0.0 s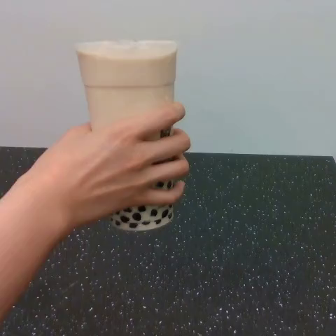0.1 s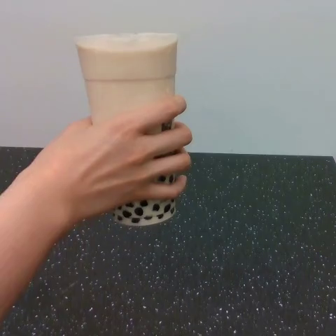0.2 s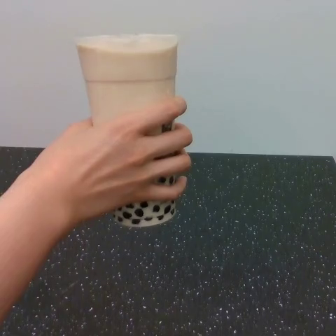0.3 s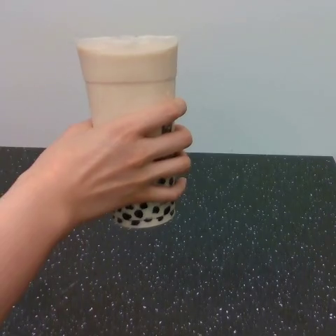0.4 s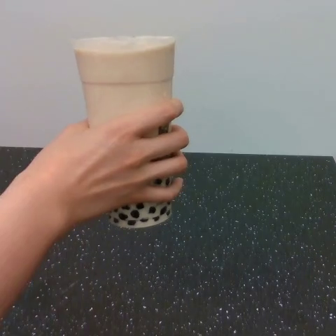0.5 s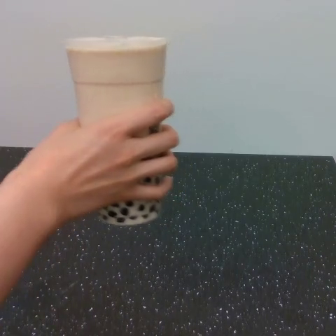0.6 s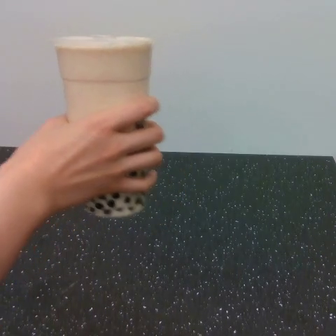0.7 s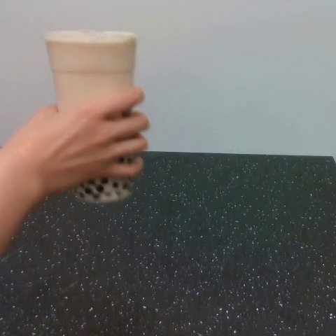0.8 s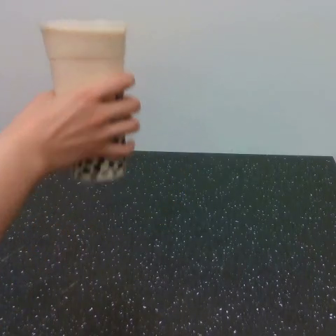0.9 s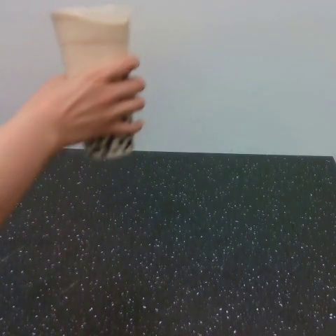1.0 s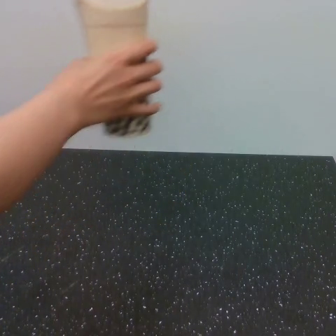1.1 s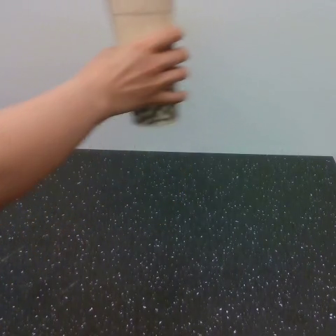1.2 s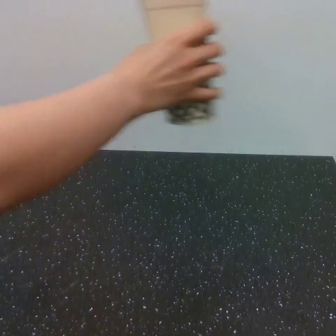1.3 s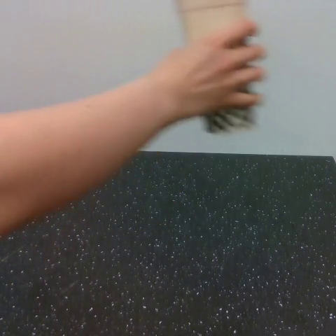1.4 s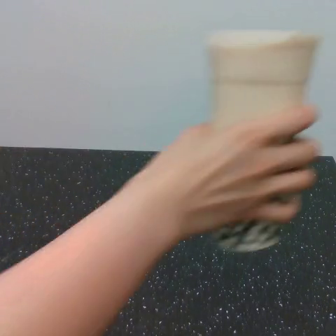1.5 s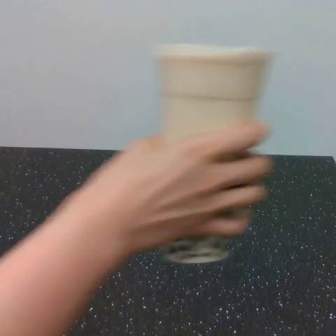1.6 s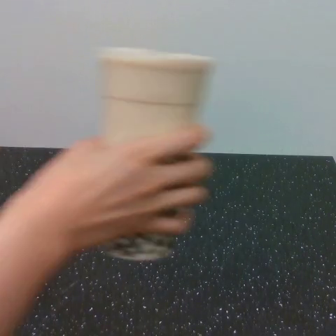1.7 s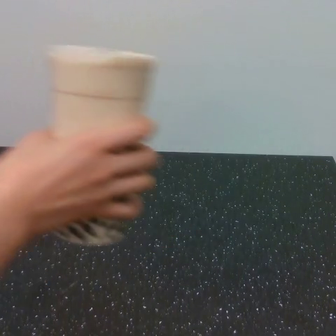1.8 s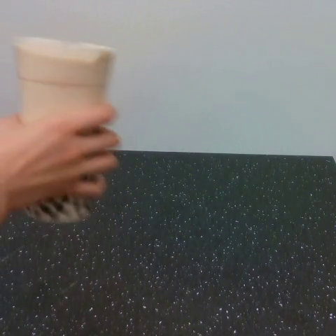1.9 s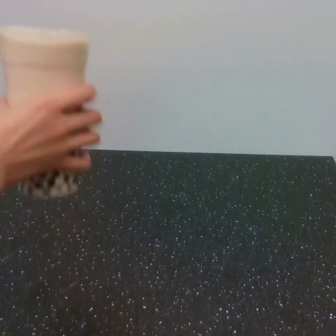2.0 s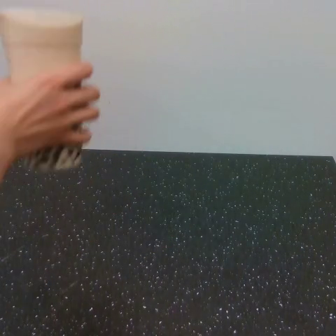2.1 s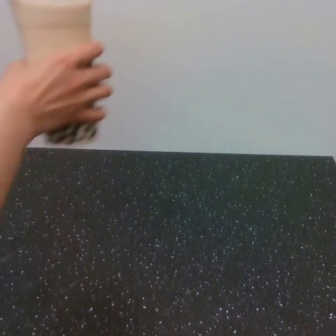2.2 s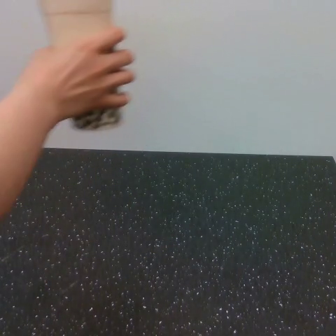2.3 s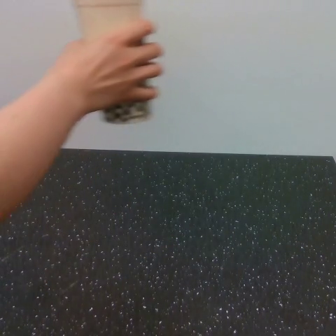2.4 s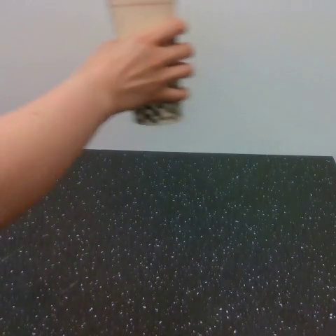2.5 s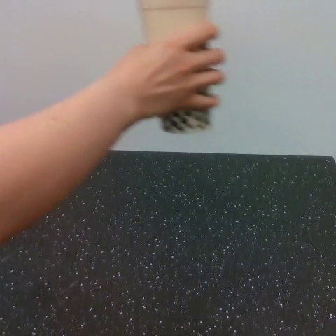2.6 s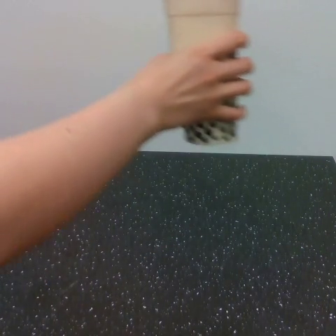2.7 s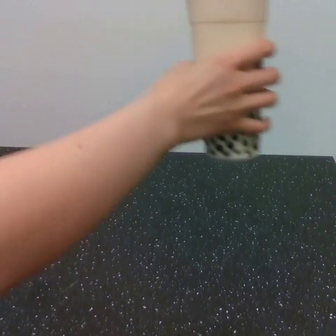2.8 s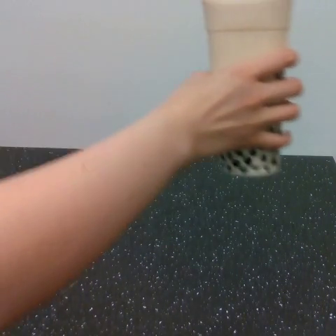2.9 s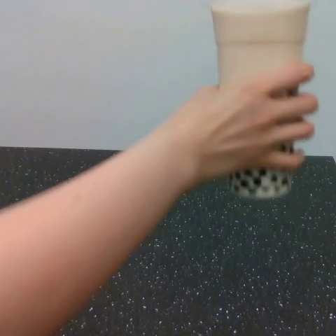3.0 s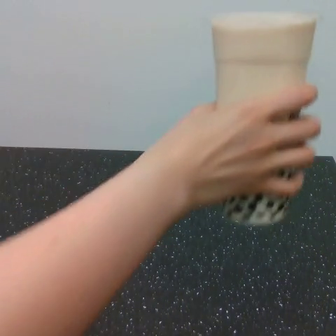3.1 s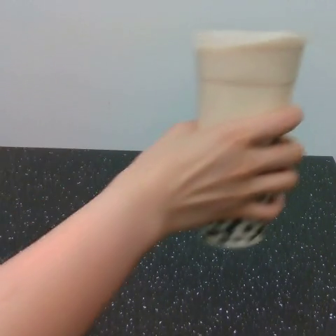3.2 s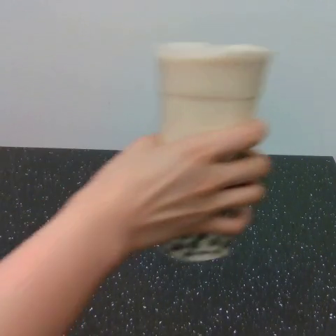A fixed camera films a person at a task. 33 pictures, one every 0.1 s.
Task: shake the boba.
0.0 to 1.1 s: The hand goes upward.
1.1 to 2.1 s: The hand goes downward and to the right, then to the left and upward, on a clockwise arc.
2.1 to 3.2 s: The hand goes to the right, then to the left and downward, on a clockwise arc.
In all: It circles clockwise, turning through about 720 degrees.
